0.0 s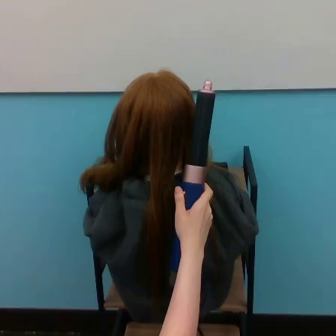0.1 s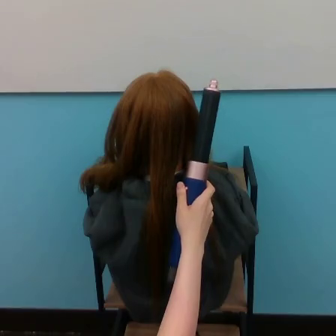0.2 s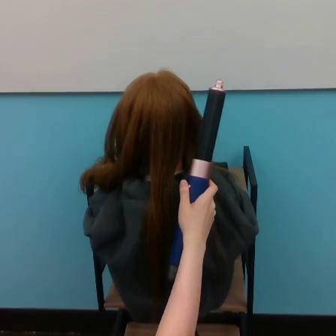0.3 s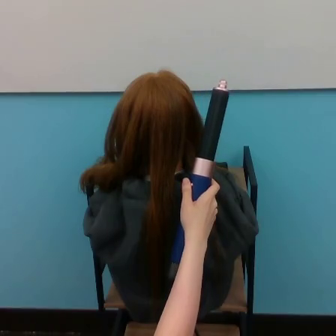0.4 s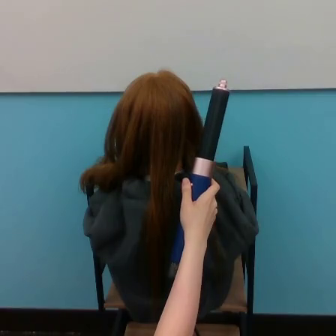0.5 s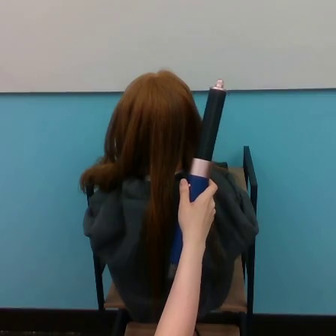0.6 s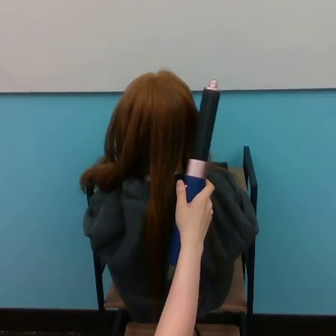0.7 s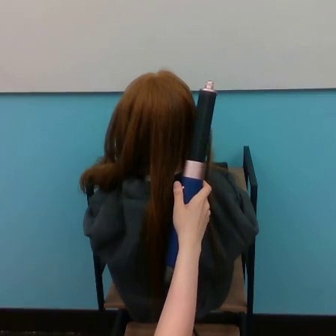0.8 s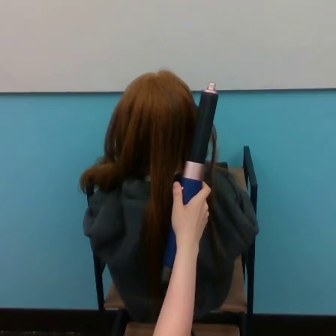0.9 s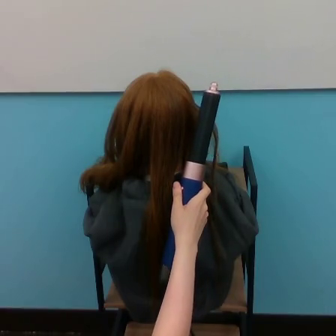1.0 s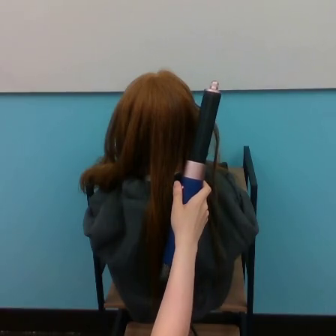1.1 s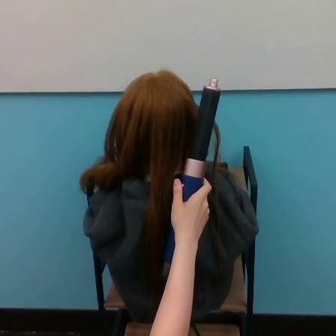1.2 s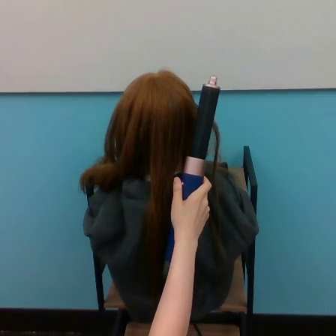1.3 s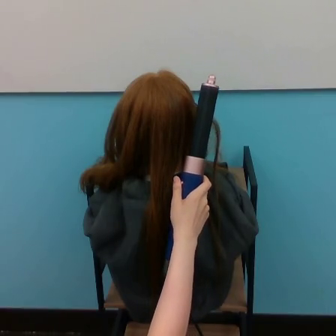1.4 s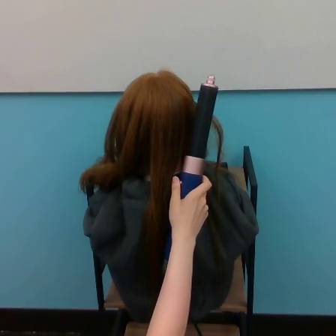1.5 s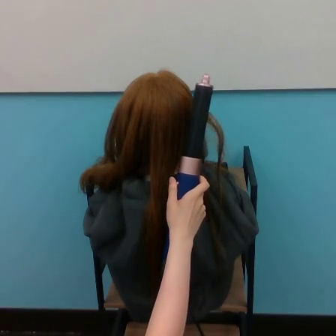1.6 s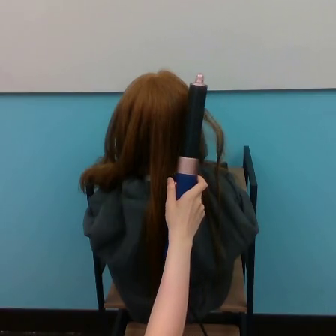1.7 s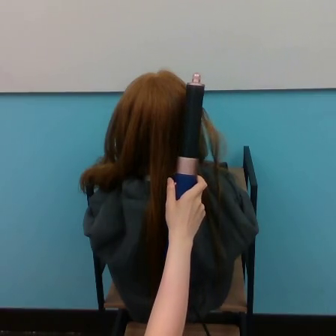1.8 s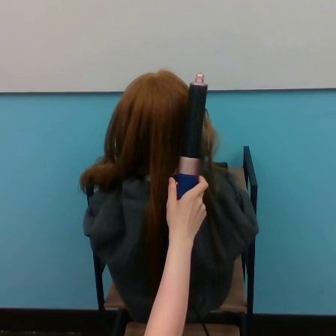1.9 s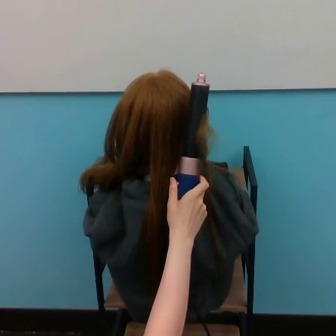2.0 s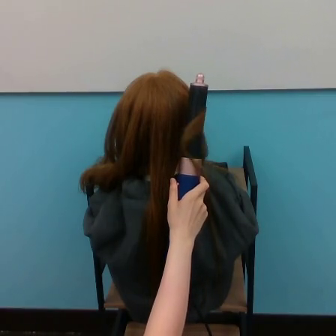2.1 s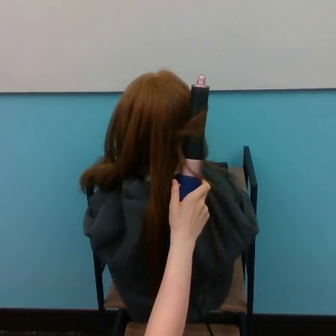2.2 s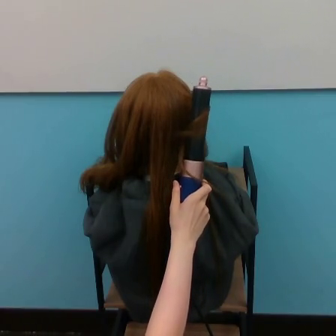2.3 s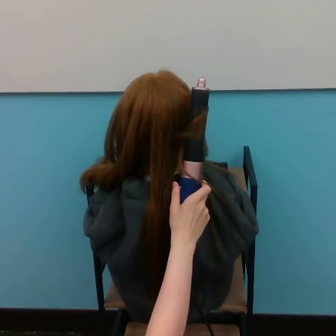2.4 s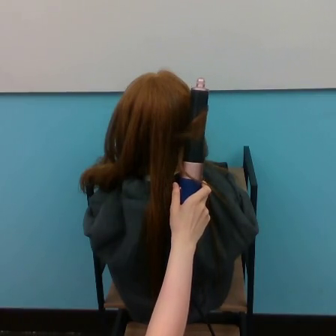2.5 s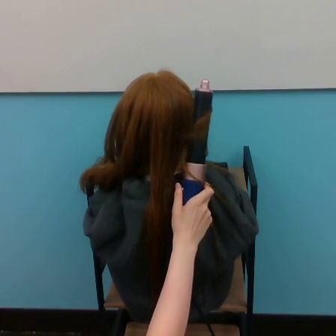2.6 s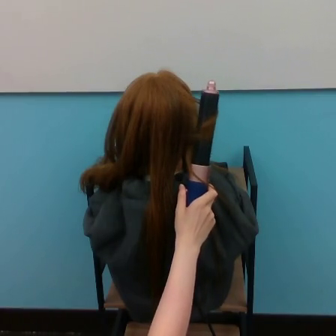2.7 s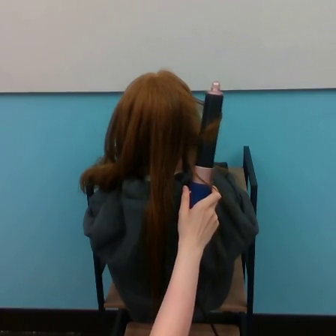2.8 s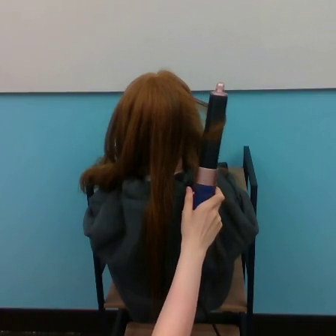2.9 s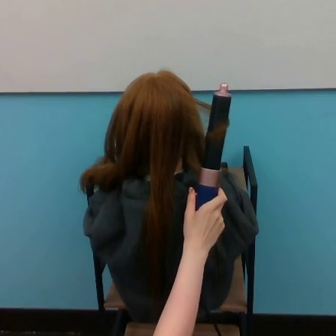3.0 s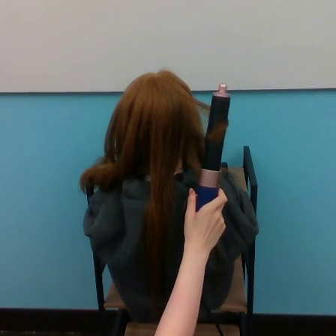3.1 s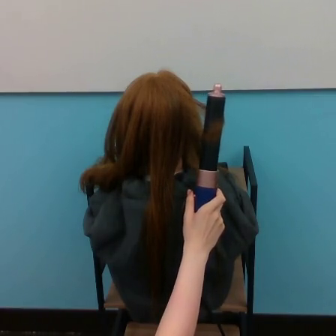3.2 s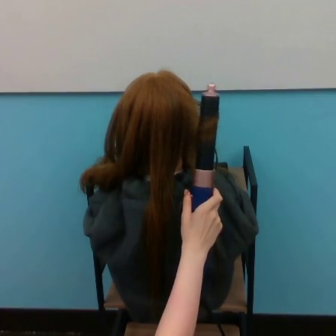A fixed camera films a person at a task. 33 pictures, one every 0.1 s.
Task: curl hair.
0.0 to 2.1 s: The hand moves only a little.
2.1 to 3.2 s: The hand goes to the right.
